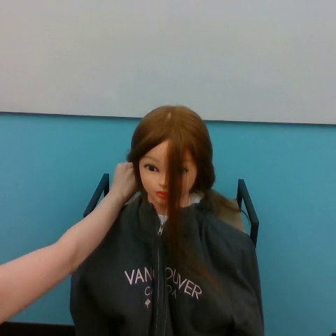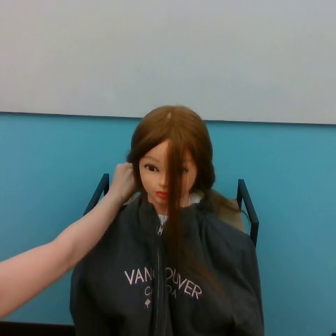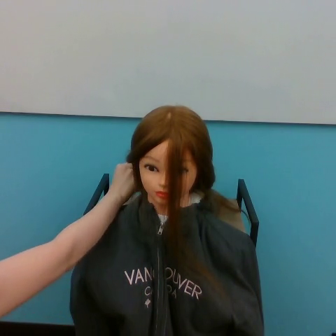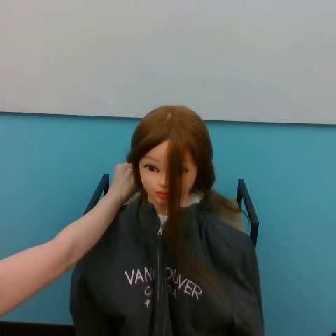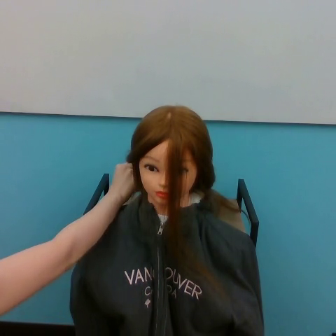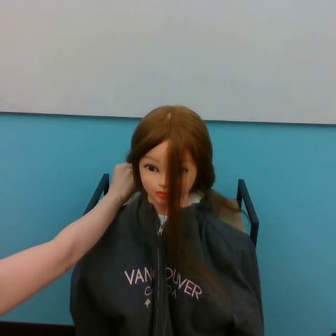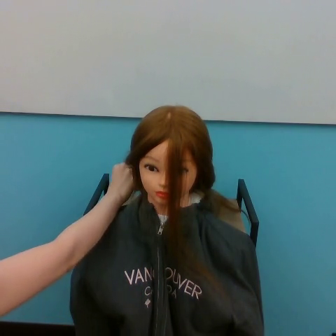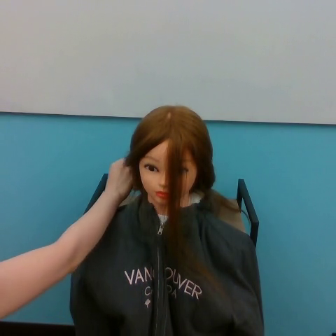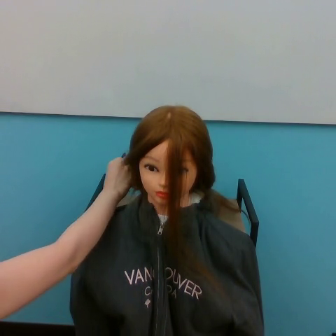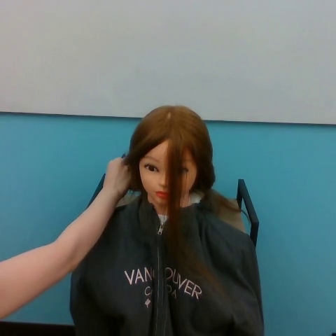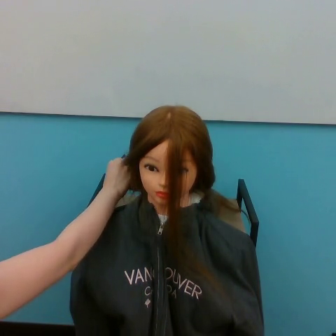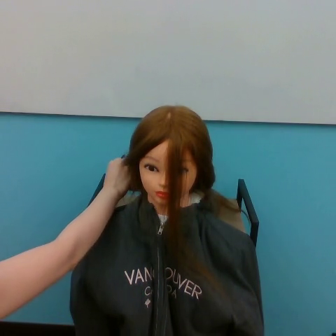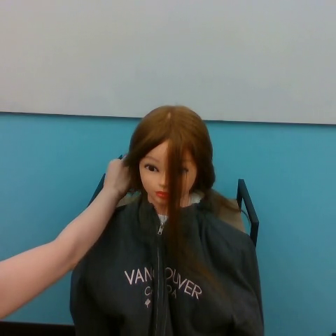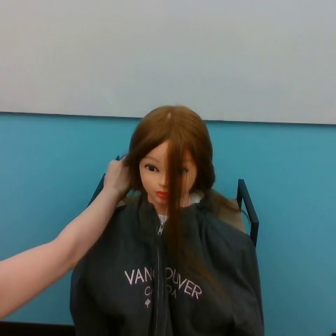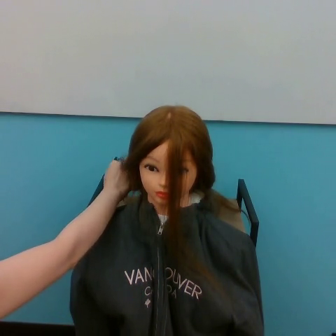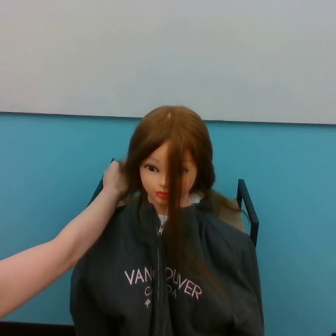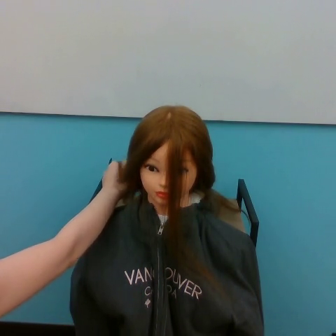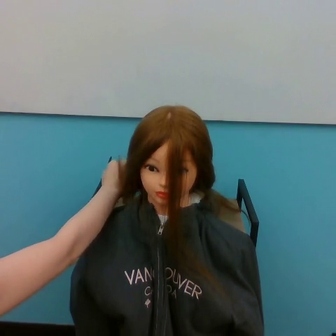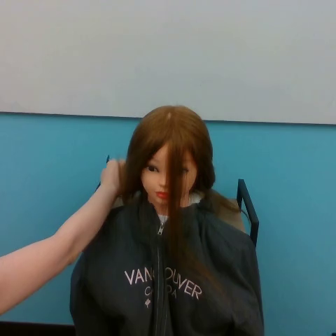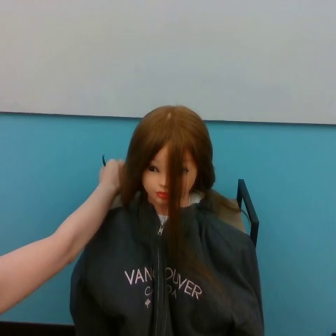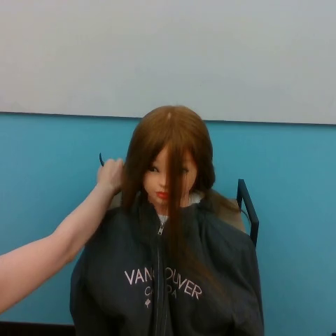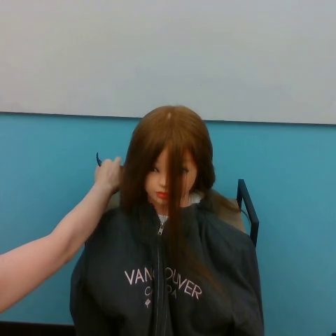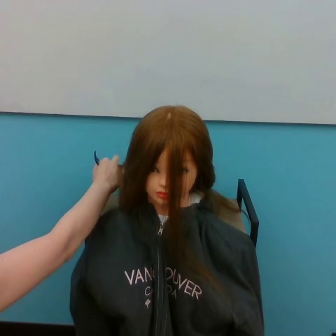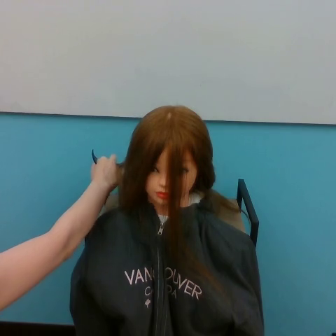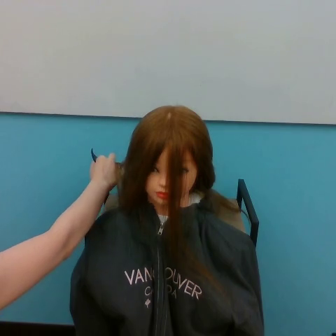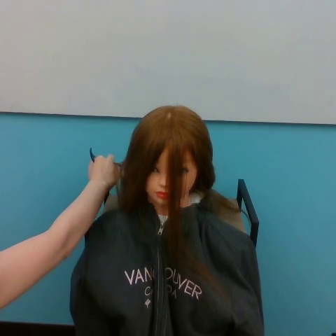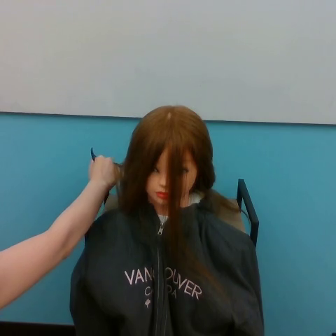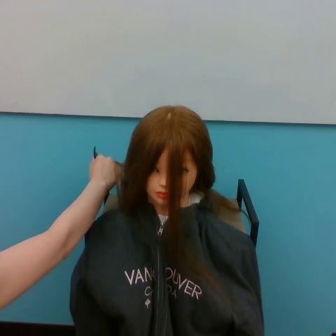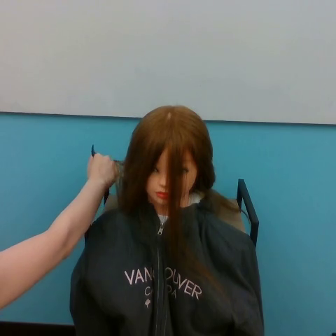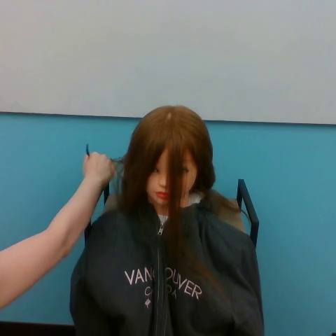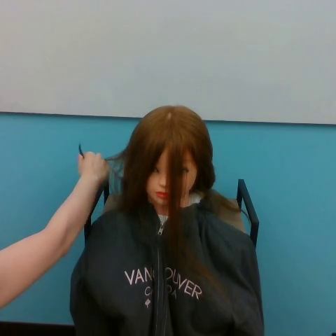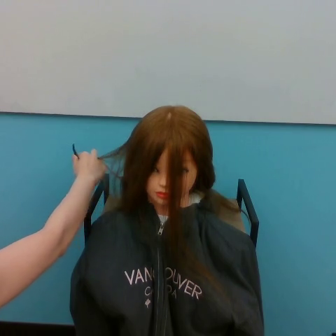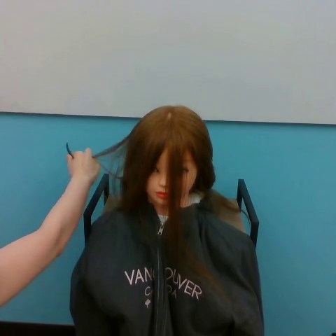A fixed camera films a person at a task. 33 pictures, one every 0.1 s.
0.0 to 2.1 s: The hand moves only a little.
2.1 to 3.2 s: The hand goes to the left.
Task: part hair.
